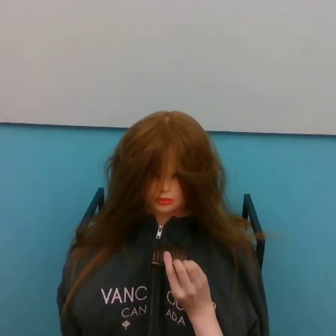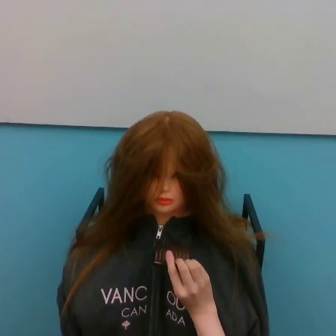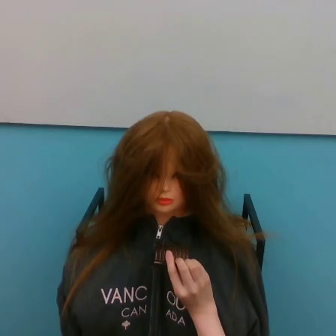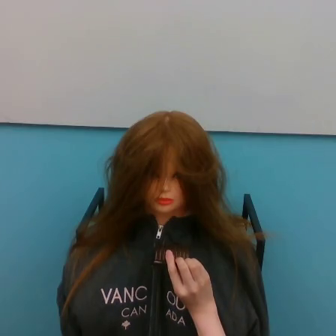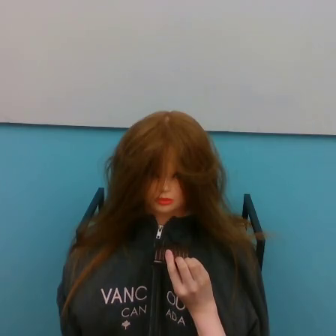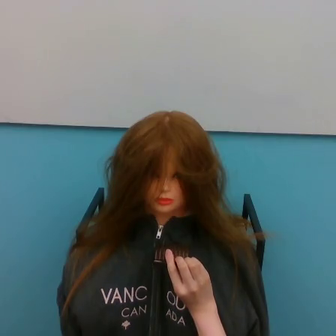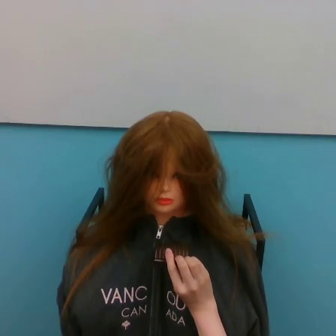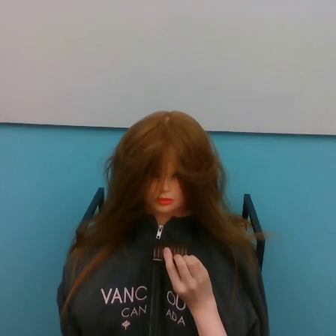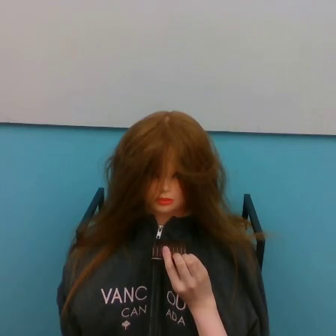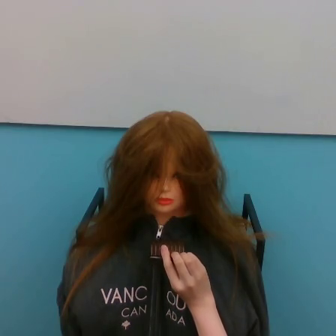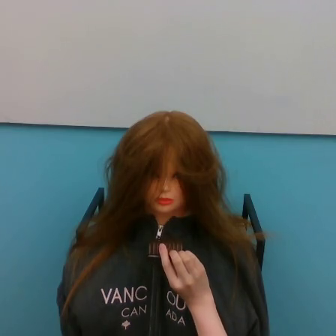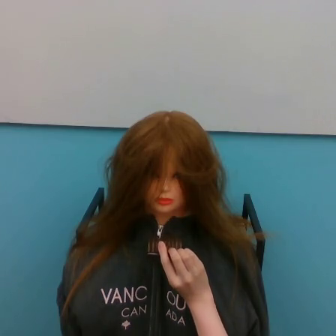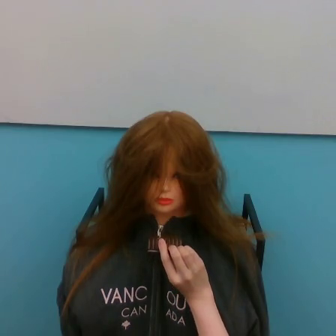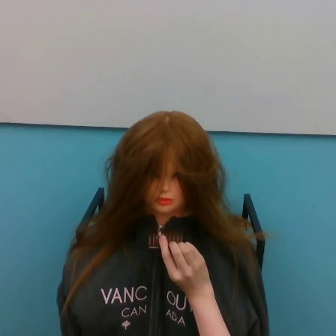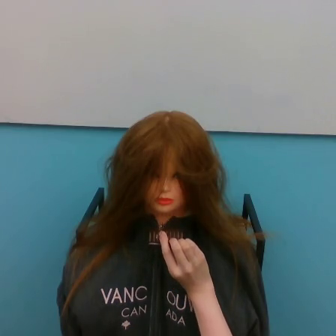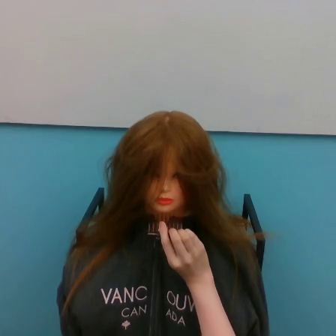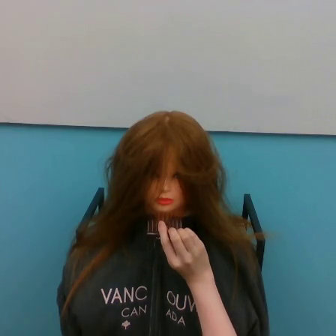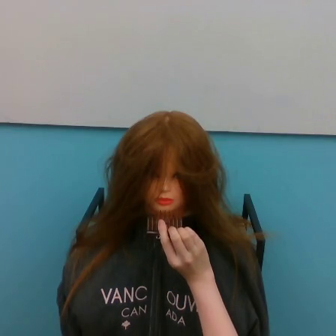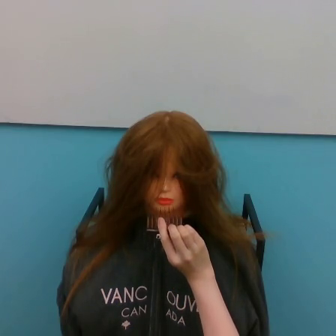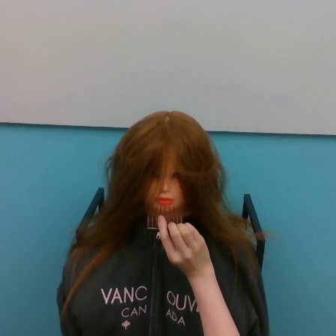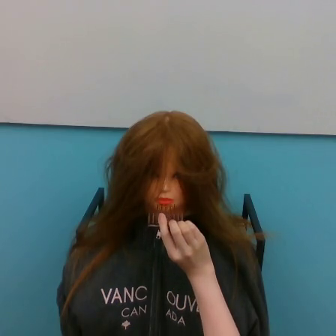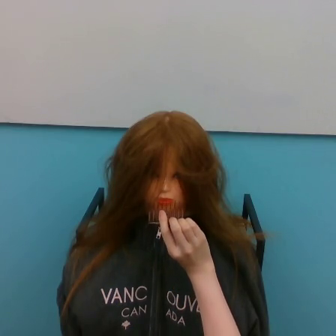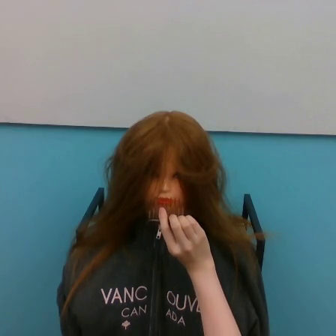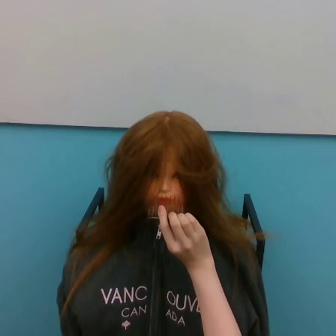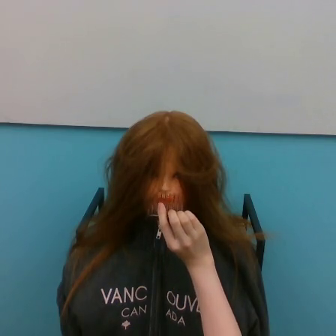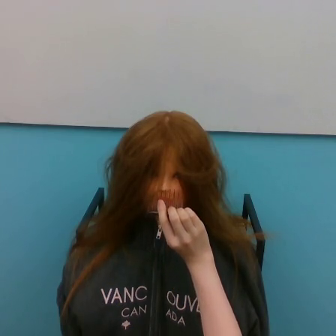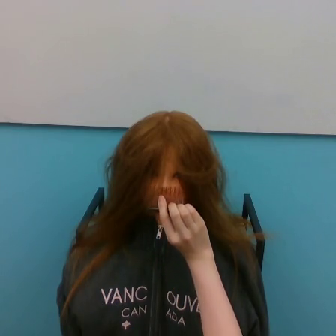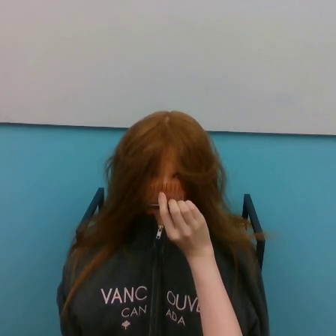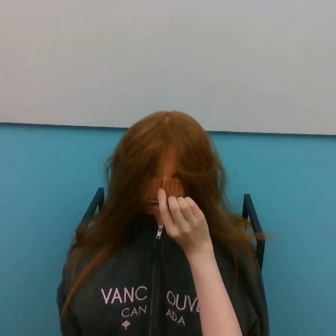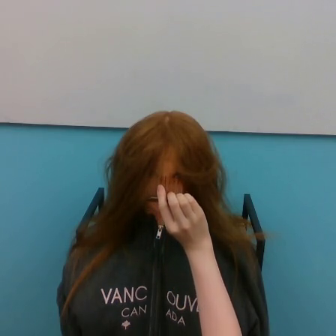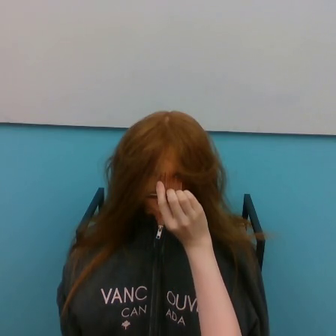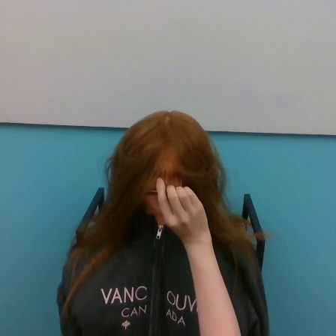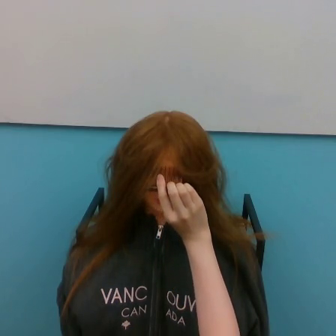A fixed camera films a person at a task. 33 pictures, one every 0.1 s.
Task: brush hair.
0.0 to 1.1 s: The hand moves only a little.
1.1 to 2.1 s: The hand goes upward.
2.1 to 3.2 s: The hand goes upward.
